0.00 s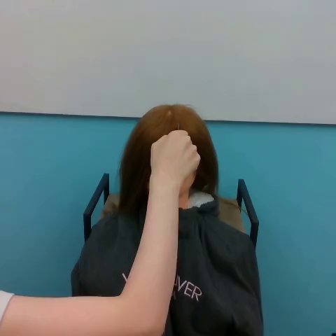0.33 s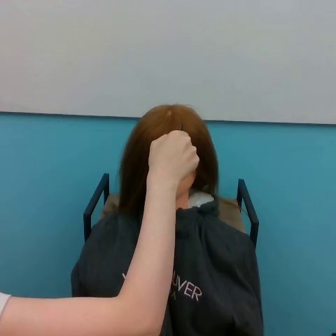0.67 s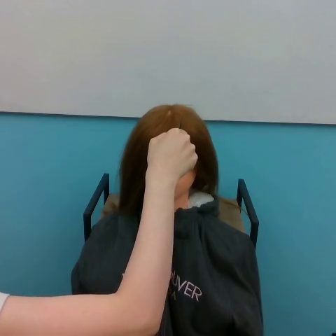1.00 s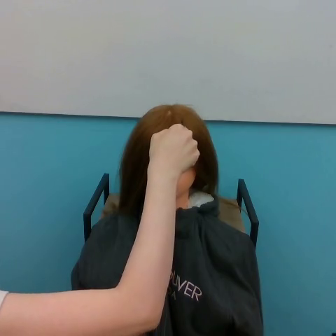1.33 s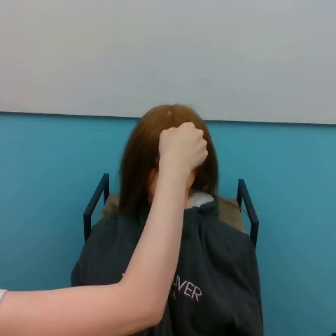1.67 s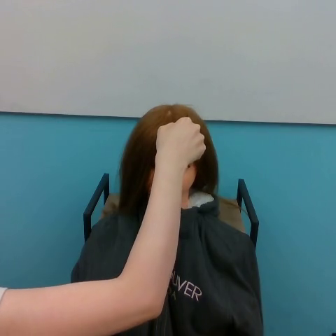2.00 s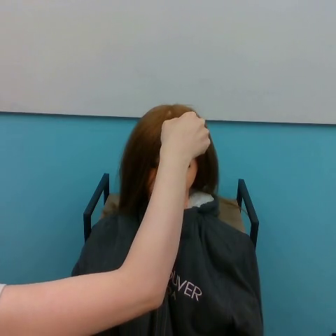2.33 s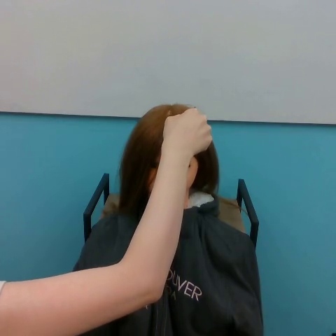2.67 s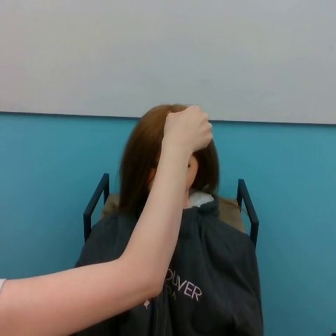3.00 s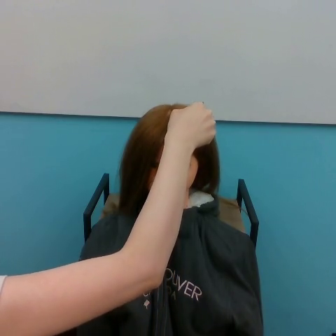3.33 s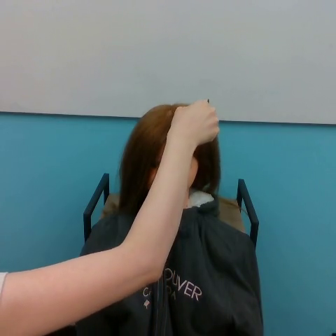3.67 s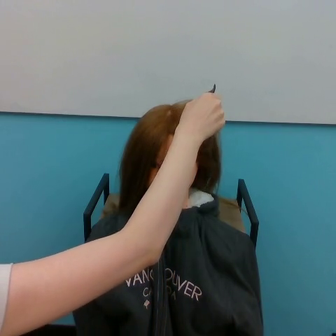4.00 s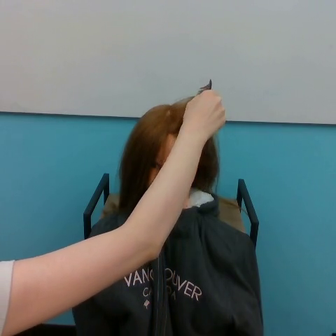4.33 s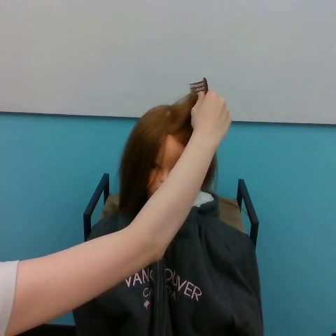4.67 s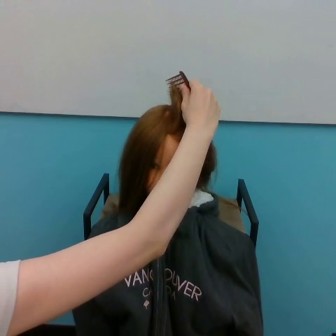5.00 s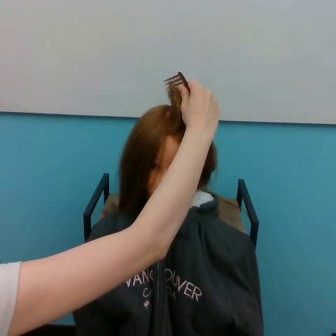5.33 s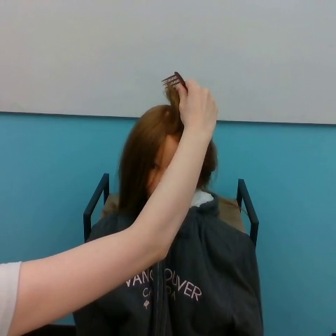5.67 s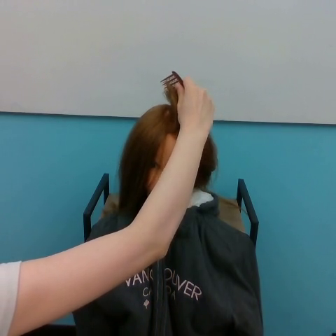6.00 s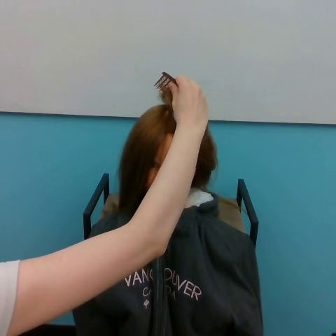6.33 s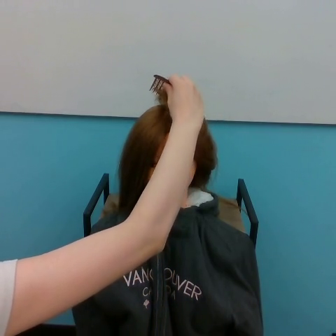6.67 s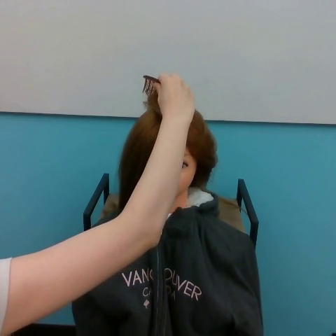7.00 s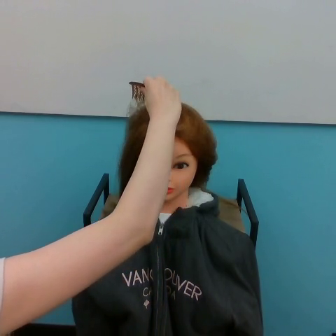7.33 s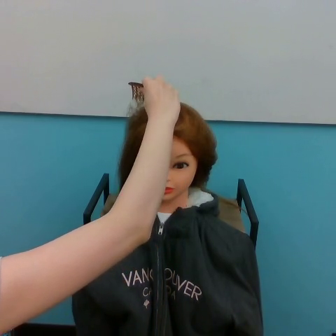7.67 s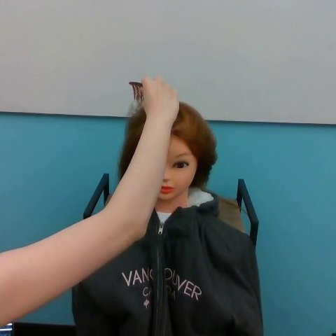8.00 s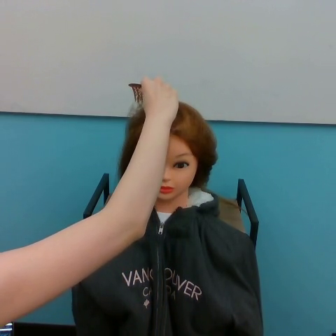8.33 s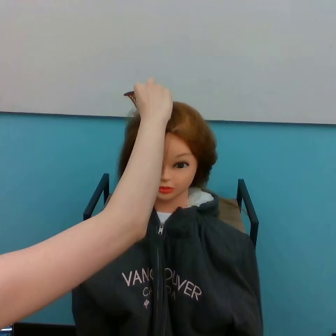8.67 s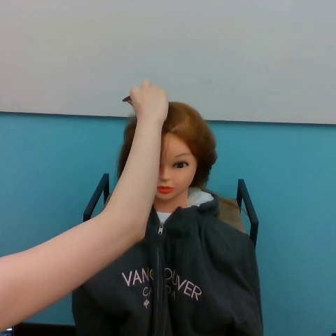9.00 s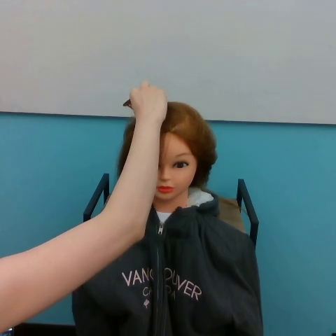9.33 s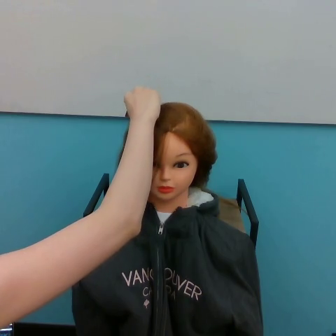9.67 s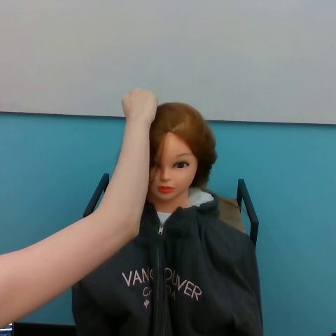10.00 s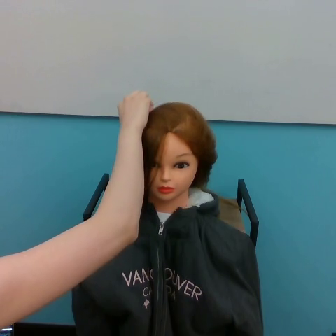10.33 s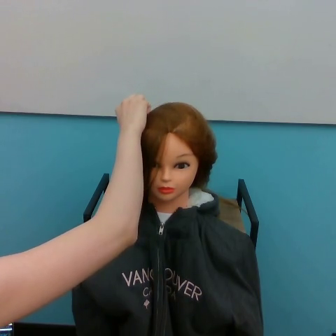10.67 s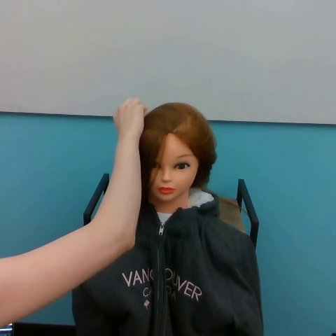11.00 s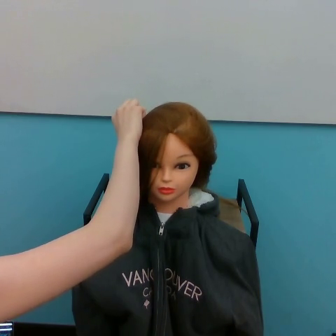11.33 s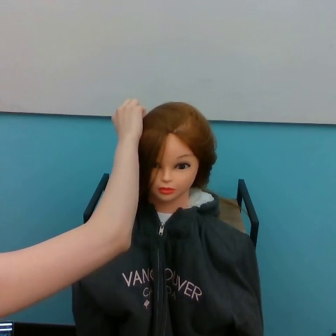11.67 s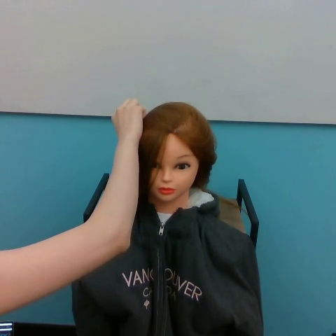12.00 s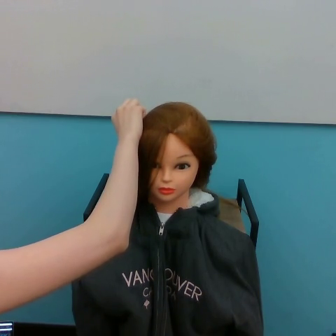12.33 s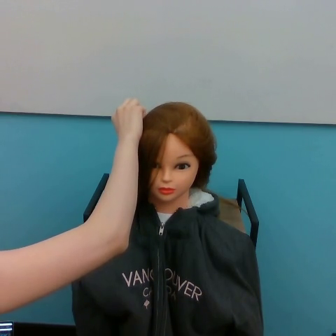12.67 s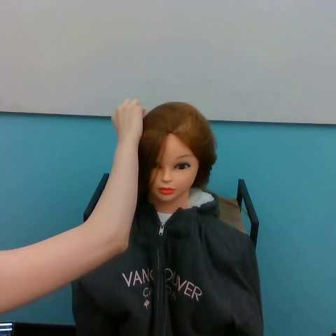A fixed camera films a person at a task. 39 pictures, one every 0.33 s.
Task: part hair.
Motion: move upward and to the right, then move to the left following a concave curve.
0.00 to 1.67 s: The hand moves only a little.
1.67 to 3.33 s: The hand goes upward and to the right.
3.33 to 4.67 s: The hand goes upward, on a counterclockwise arc.
4.67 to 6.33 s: The hand goes to the left.
6.33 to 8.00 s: The hand goes to the left.
8.00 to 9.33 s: The hand moves only a little.
9.33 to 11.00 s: The hand goes downward and to the left.
11.00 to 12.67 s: The hand stays where it is.
